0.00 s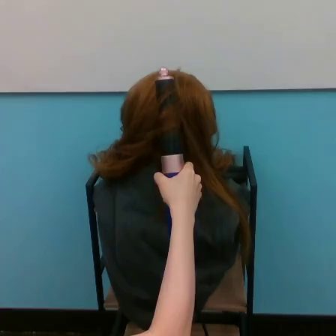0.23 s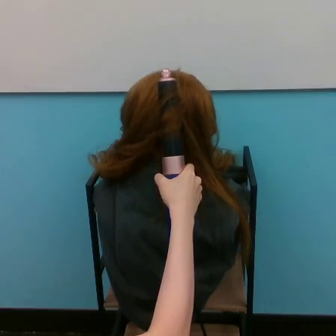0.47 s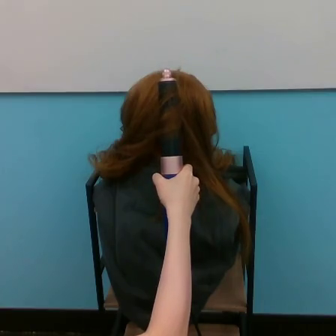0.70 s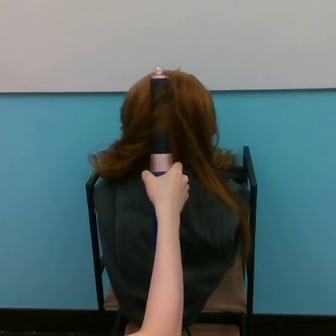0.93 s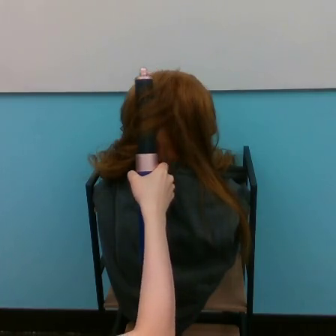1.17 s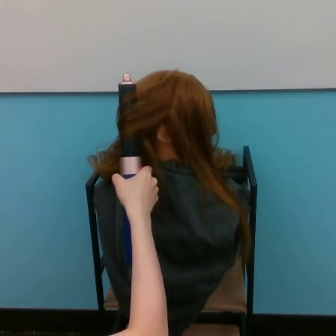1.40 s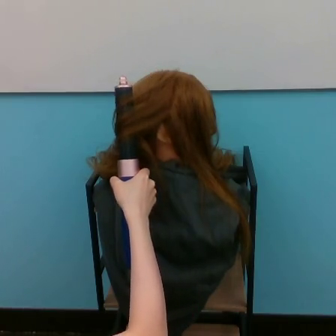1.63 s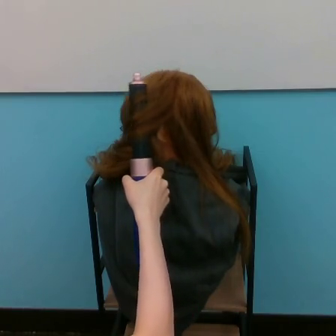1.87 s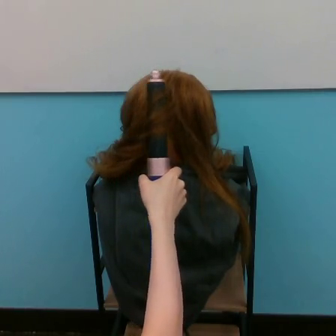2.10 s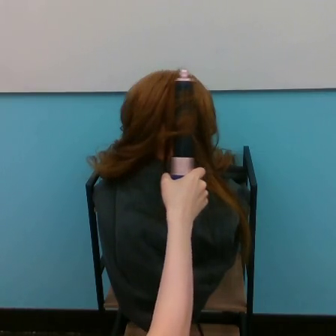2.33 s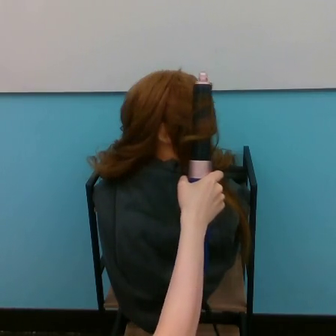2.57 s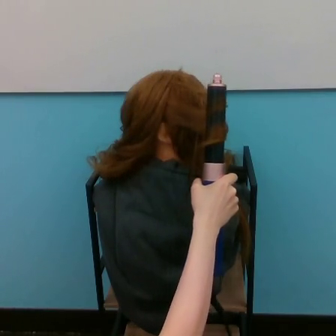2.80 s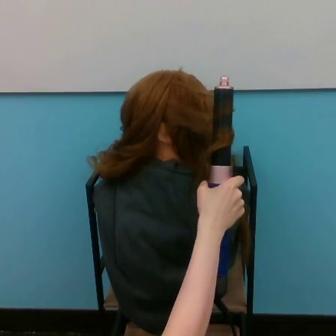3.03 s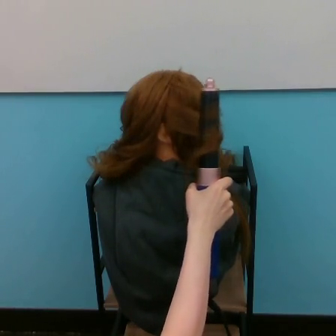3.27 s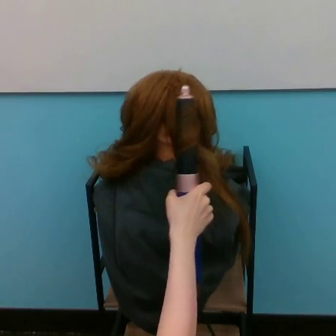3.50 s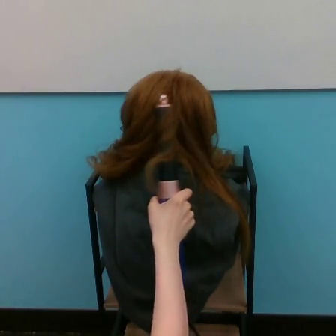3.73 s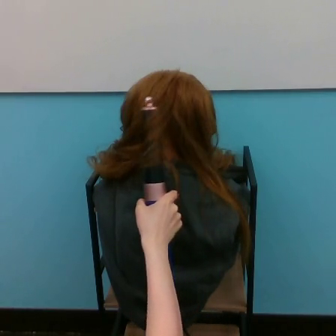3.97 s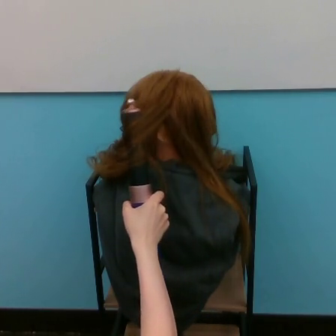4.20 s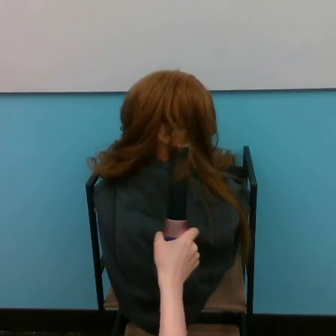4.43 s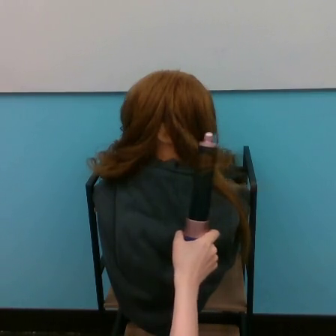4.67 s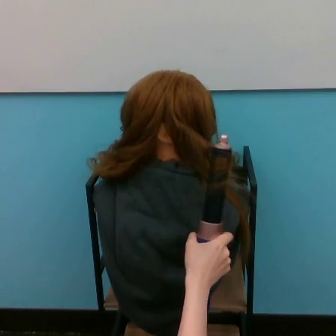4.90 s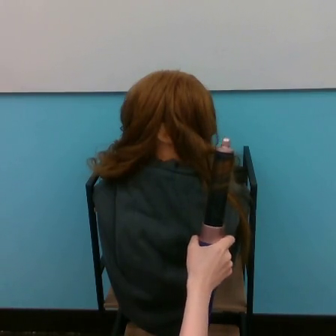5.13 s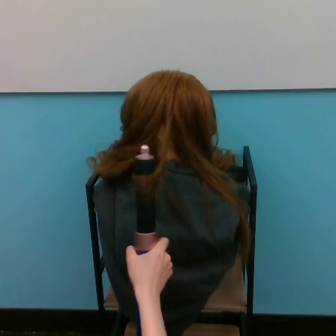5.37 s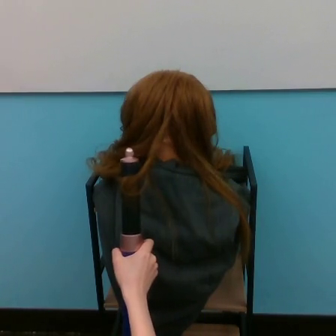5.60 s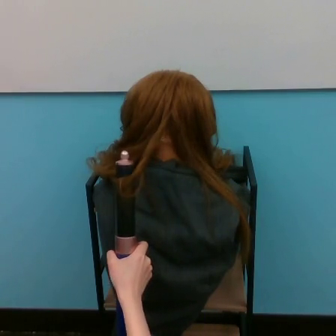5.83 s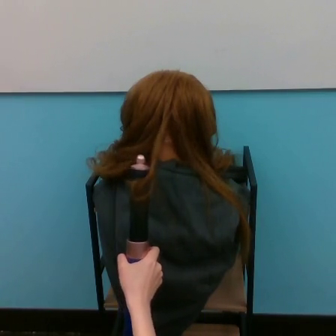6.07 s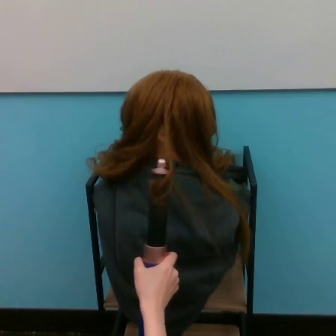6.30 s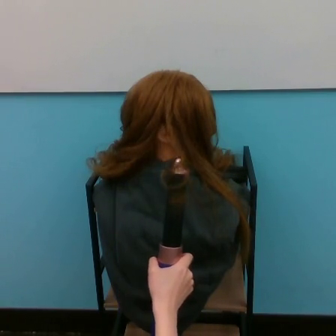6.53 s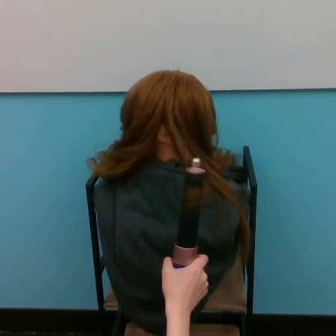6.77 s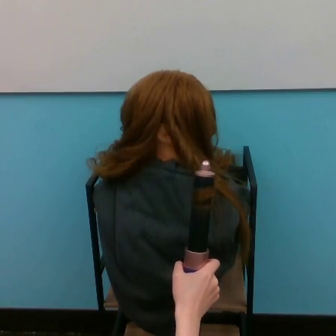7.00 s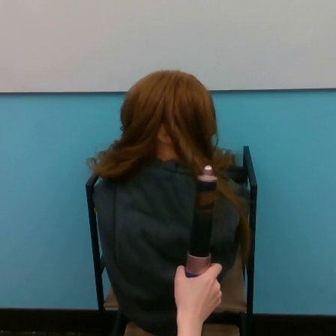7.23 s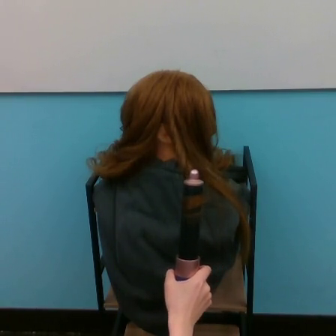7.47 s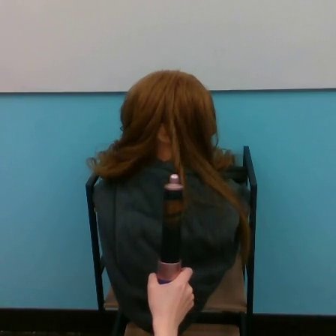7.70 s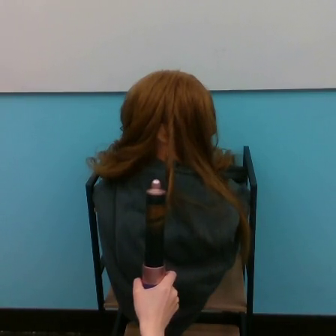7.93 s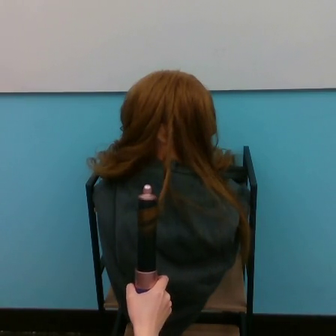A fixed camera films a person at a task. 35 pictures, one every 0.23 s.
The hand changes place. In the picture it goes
downward.
0.00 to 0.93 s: The hand goes to the left.
0.93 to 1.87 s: The hand goes to the left, then to the right.
1.87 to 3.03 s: The hand goes to the right.
3.03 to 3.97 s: The hand goes to the left.
3.97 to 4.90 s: The hand goes to the right and downward.
4.90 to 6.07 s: The hand goes to the left, then to the right.
6.07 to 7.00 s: The hand goes to the right.
7.00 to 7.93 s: The hand goes to the left.
Task: curl hair.
Motion: move downward, making horizontal oscillations to the left and to the right.
